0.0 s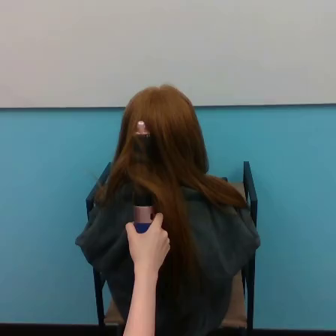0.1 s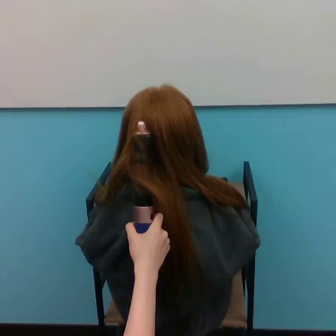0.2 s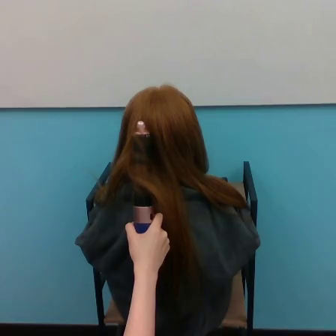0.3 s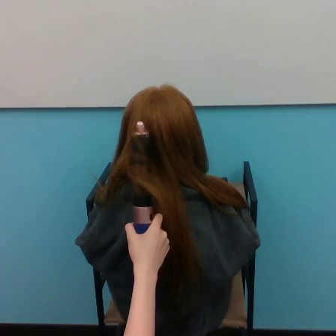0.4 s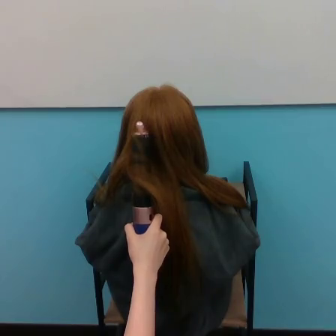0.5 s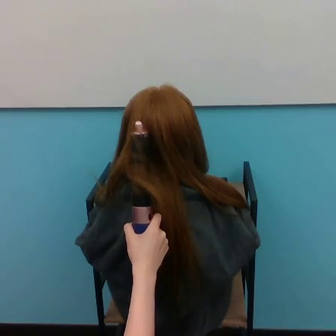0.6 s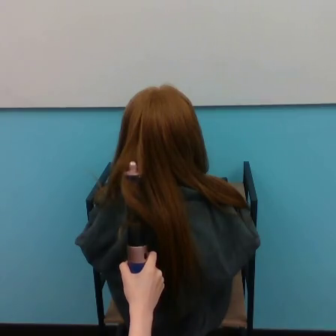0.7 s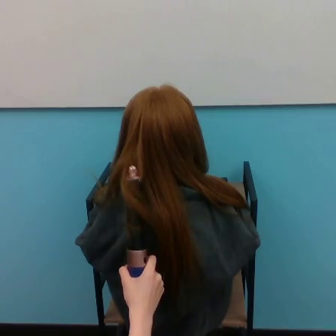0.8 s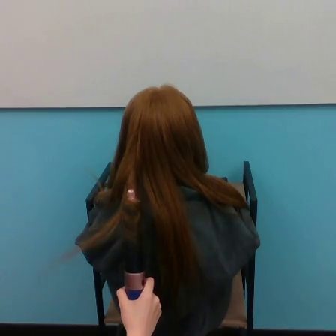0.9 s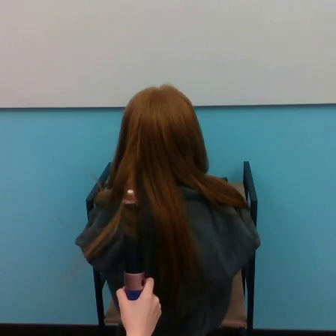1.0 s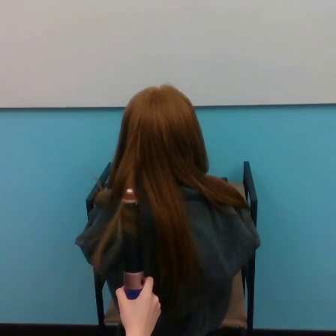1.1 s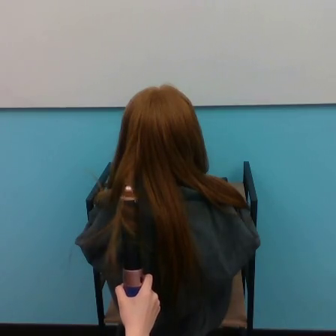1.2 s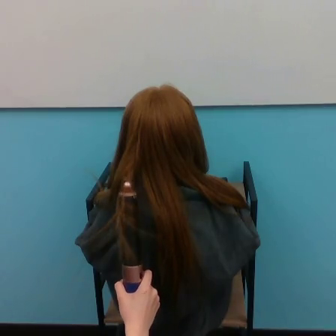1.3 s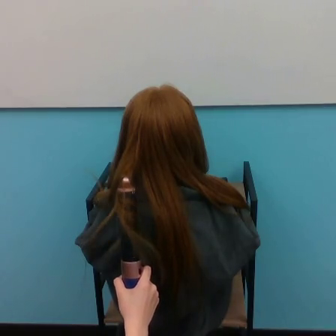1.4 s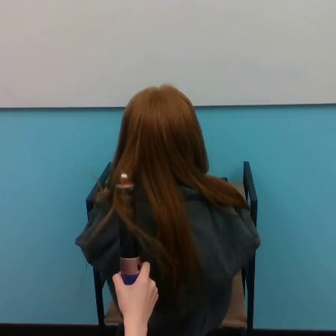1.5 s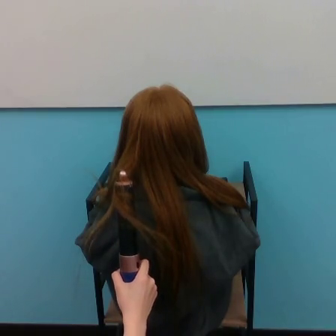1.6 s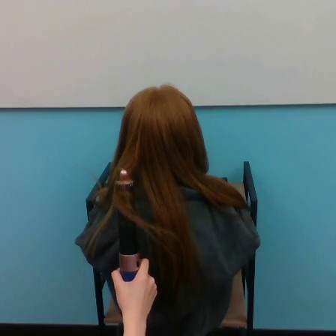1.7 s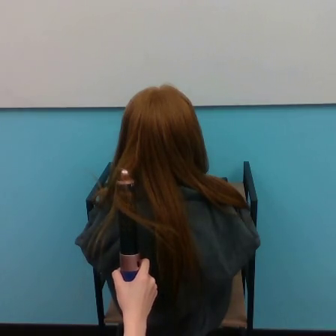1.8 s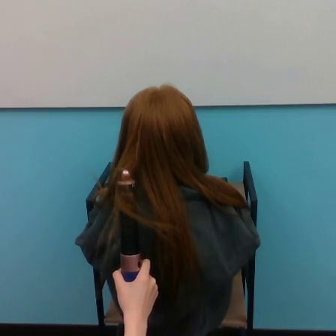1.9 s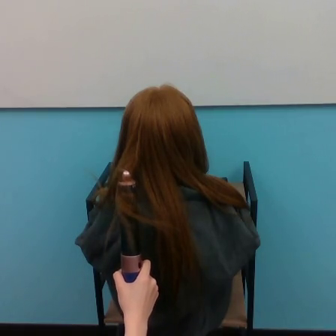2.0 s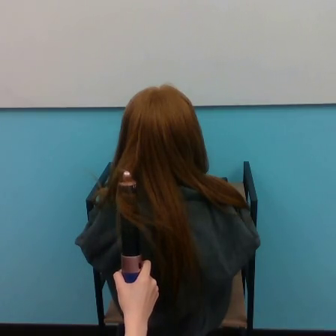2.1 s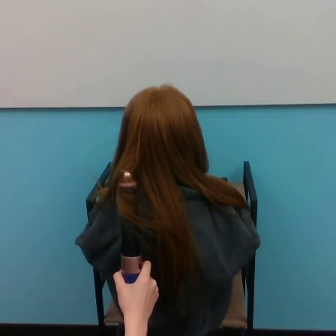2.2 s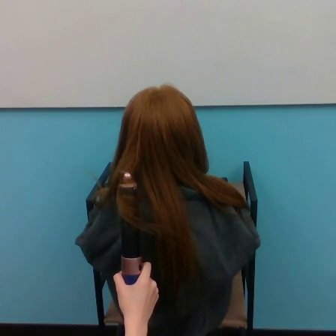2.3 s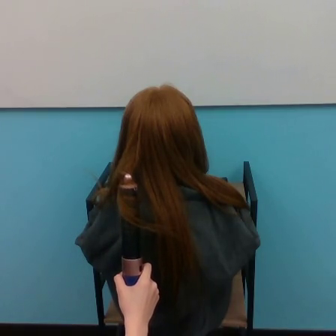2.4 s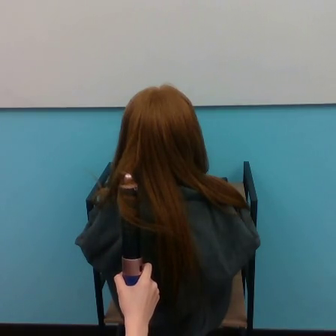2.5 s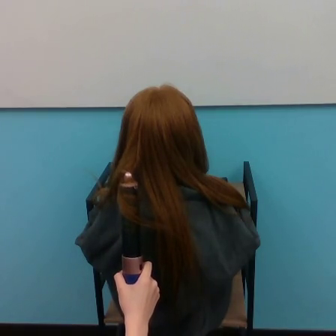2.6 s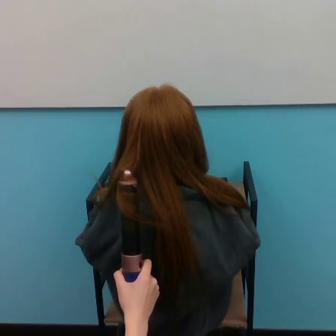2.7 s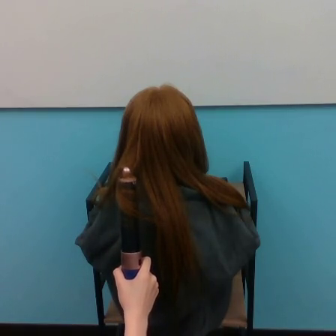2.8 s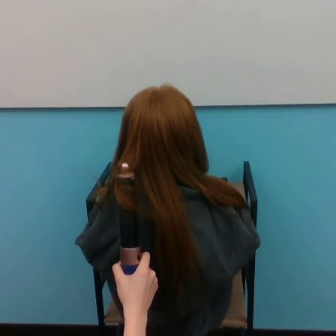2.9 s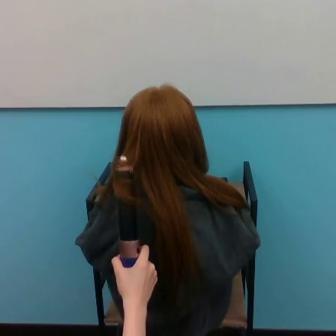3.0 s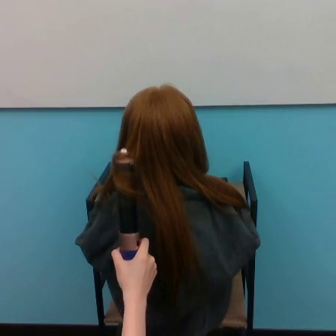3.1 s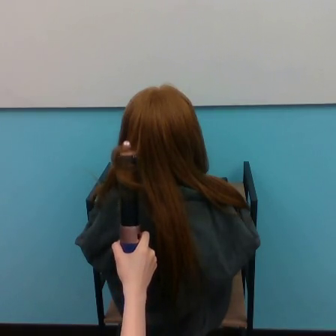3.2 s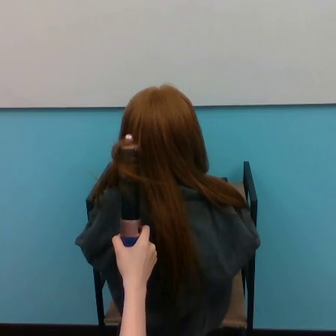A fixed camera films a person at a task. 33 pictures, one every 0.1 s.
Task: curl hair.
0.0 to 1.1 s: The hand goes downward.
1.1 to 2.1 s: The hand goes upward.
2.1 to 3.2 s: The hand goes upward.
